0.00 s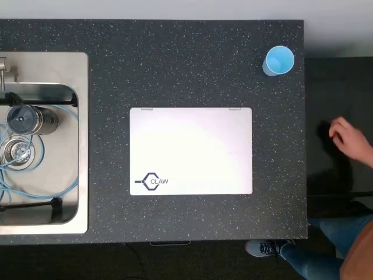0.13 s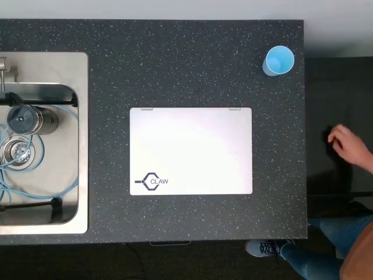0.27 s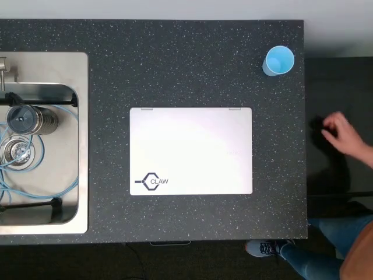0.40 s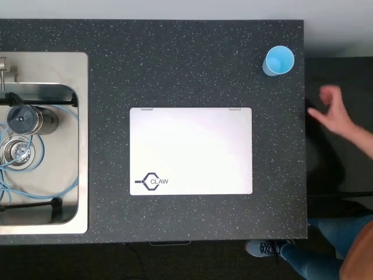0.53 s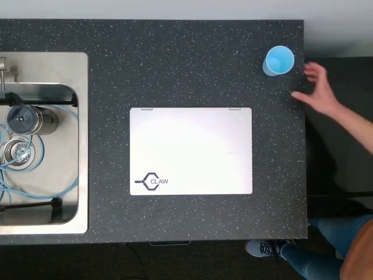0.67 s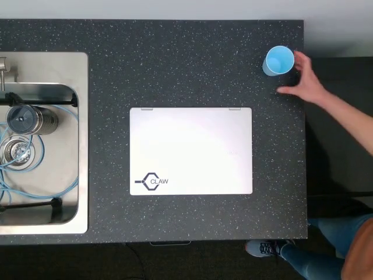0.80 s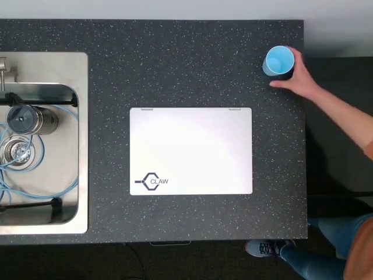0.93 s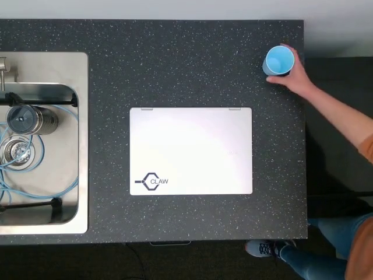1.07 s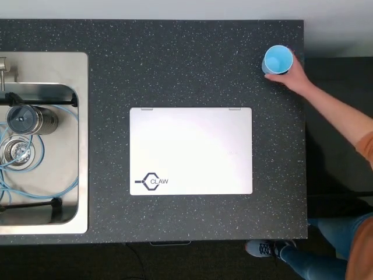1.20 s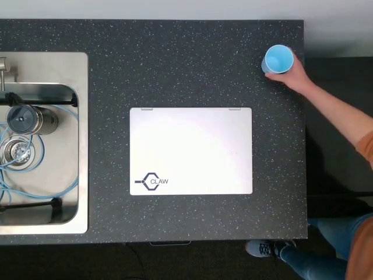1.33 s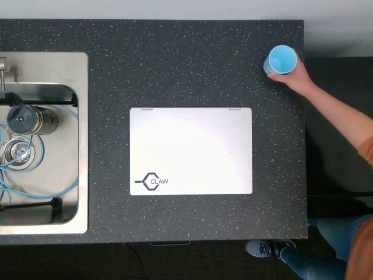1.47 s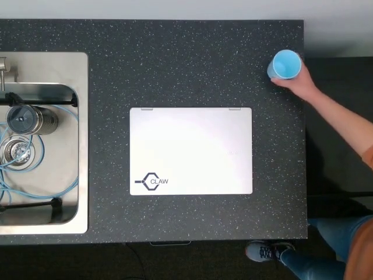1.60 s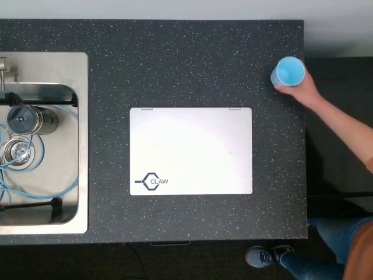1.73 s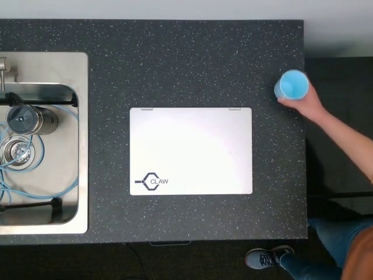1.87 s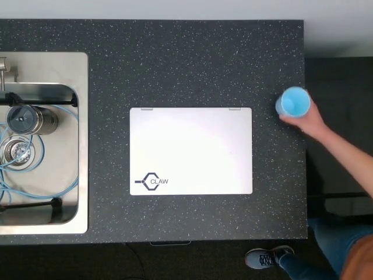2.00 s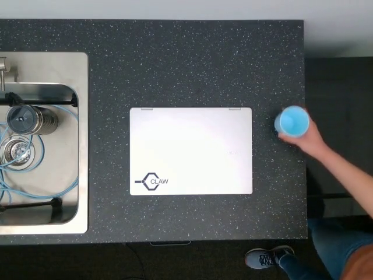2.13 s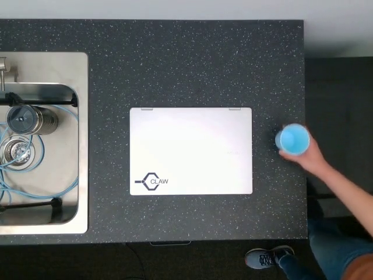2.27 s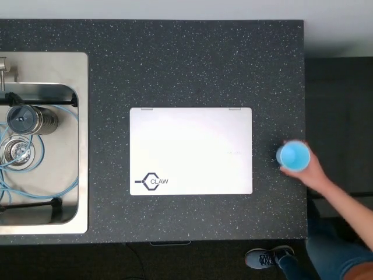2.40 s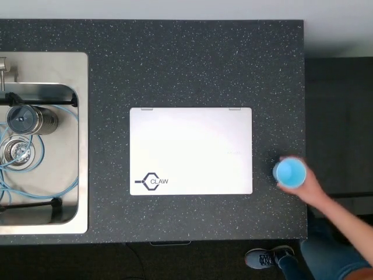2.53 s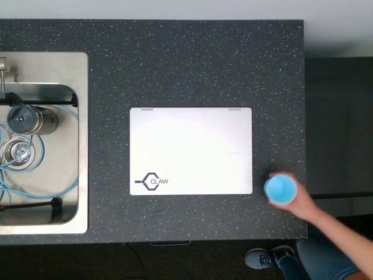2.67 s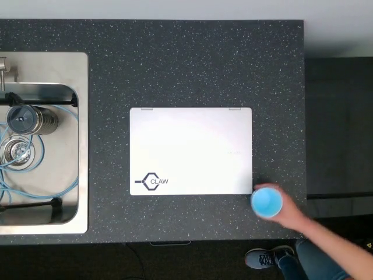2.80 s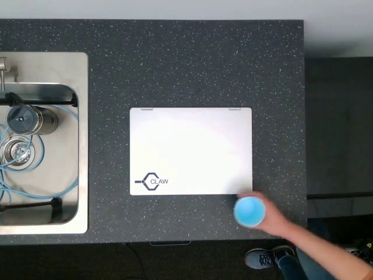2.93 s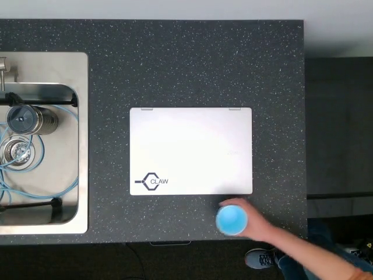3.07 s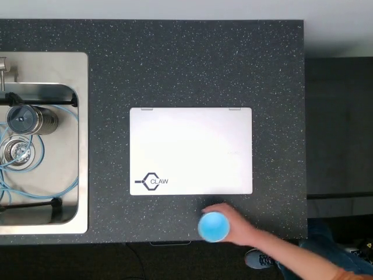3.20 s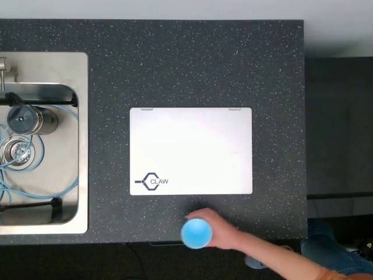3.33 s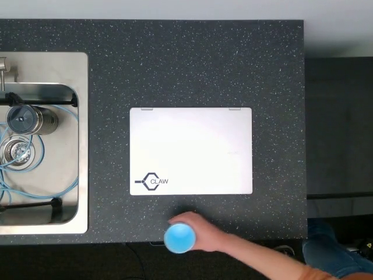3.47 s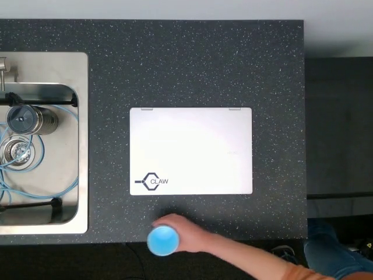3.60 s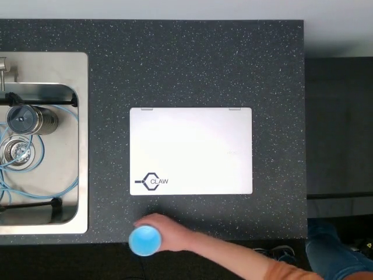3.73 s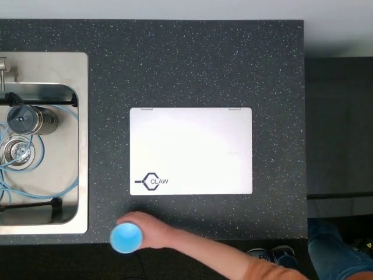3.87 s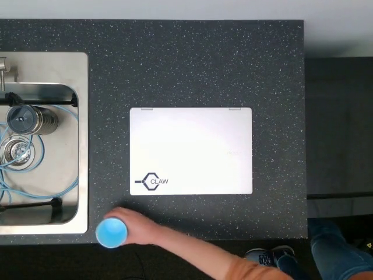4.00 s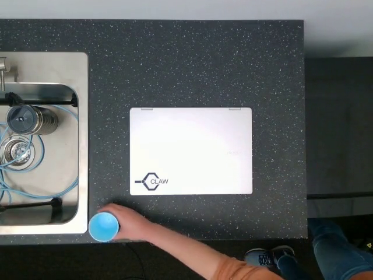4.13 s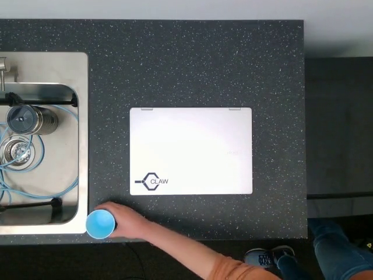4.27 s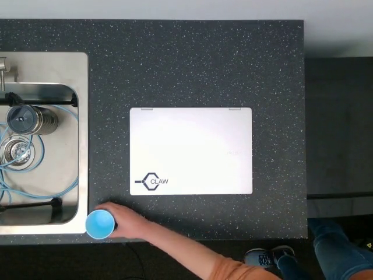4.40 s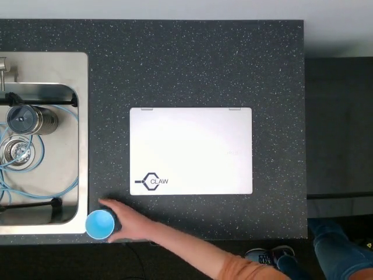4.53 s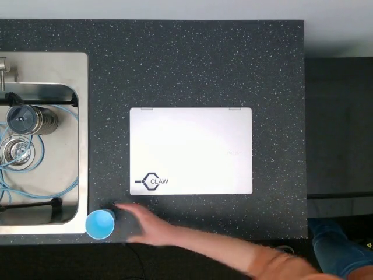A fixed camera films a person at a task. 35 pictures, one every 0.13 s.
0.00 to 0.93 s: The hand goes upward and to the left.
0.93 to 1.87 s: The hand goes downward.
1.87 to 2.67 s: The hand goes downward.
2.67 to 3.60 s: The hand goes to the left.
3.60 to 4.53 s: The hand goes to the left, then to the right.
Task: pick up the cup and place it to the lower left of the laptop.
Motion: move upward shortly, move downward, and then move to the left.
